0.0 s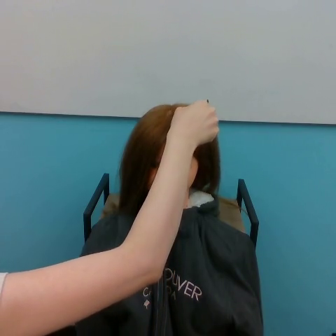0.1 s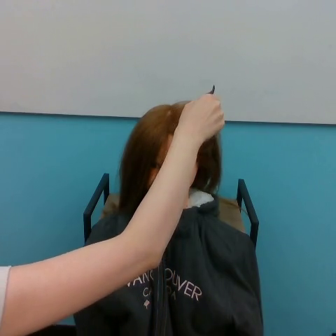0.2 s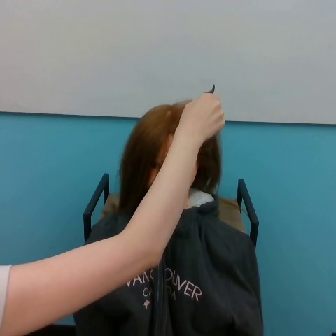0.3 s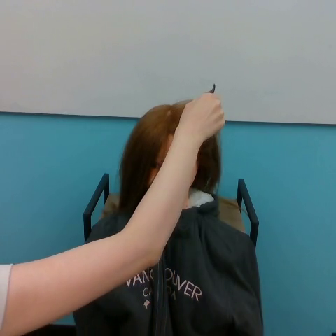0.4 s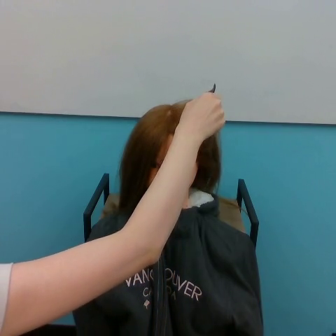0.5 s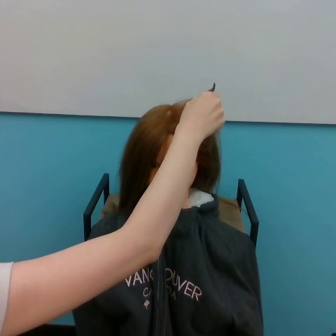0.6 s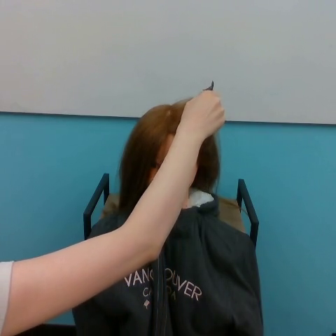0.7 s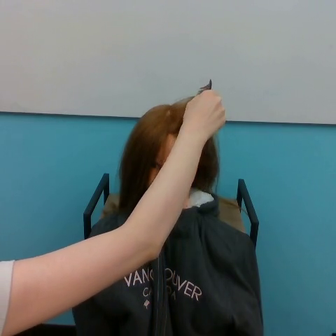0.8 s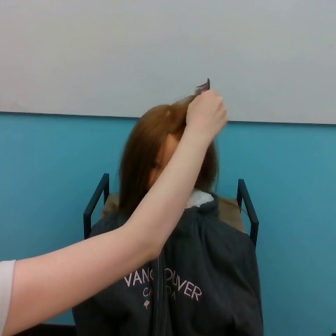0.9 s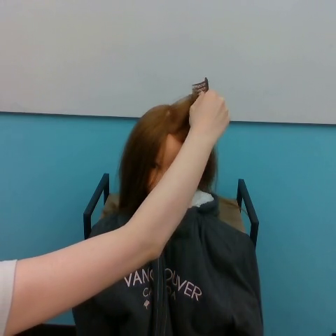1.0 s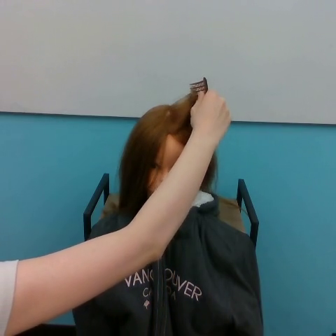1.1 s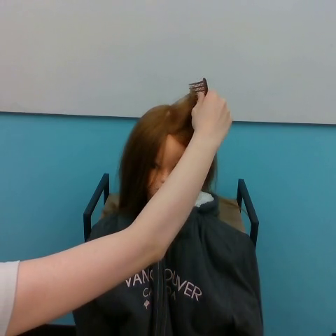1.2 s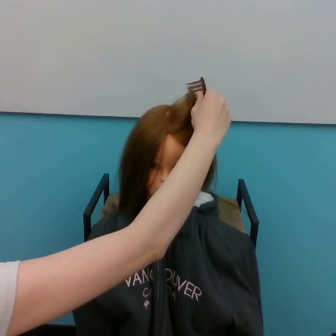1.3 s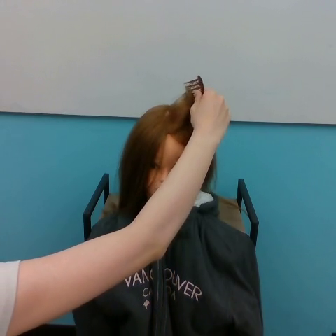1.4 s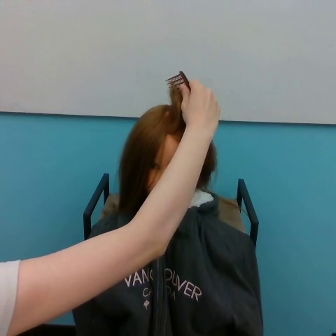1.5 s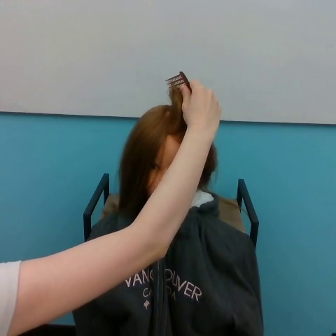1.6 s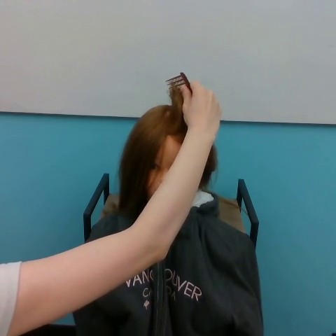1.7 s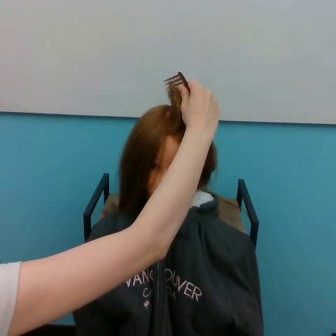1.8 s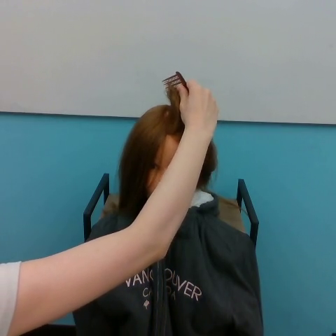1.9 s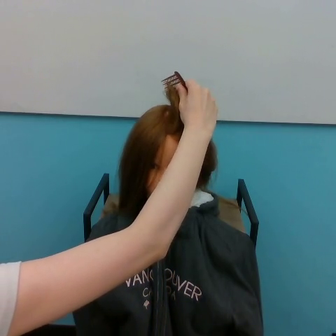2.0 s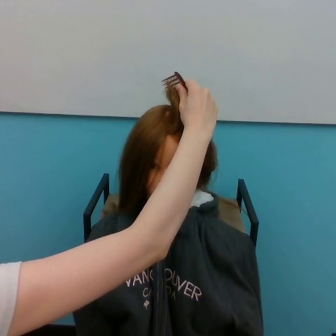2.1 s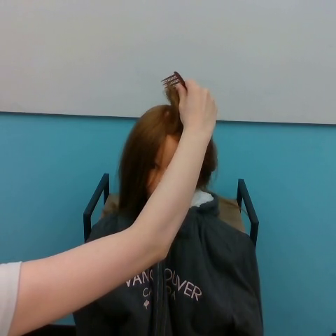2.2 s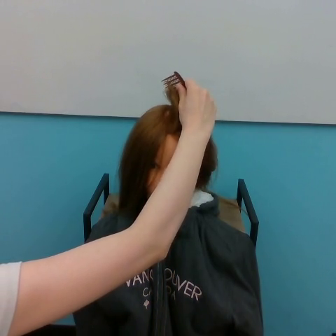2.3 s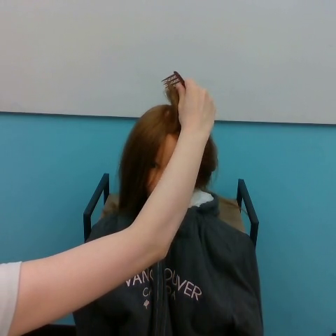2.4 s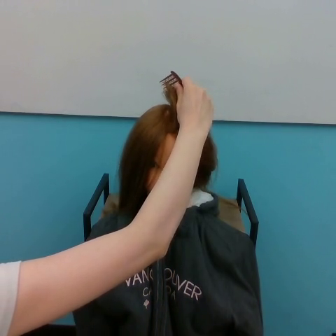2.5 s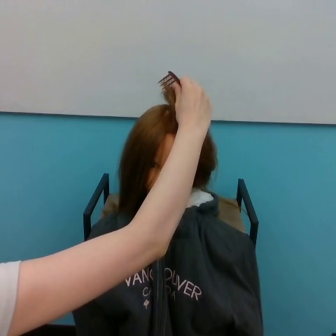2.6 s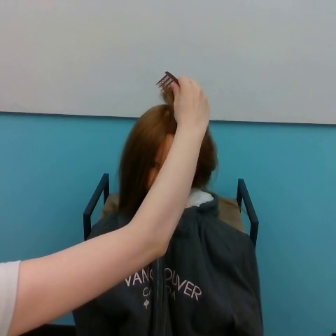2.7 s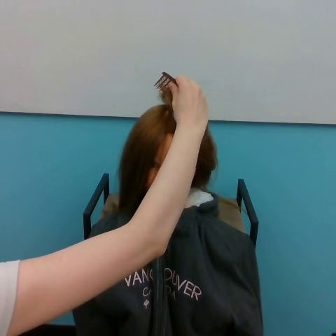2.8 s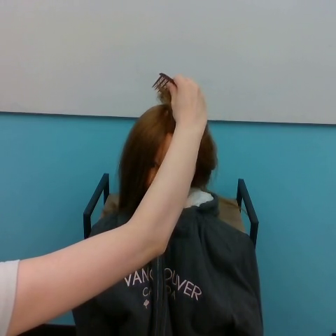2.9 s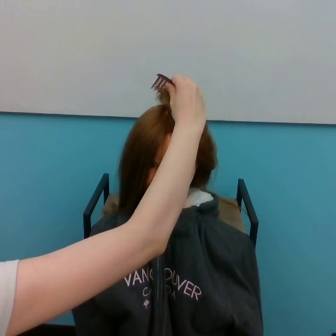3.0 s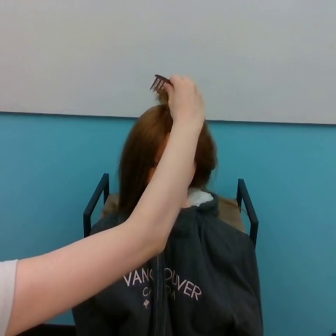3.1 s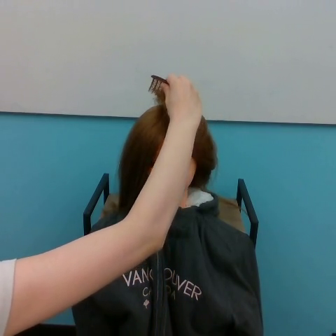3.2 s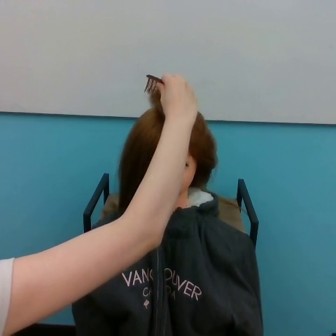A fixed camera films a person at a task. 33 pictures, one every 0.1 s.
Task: part hair.
0.0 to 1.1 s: The hand moves only a little.
1.1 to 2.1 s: The hand goes to the left.
2.1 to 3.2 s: The hand goes to the left.
